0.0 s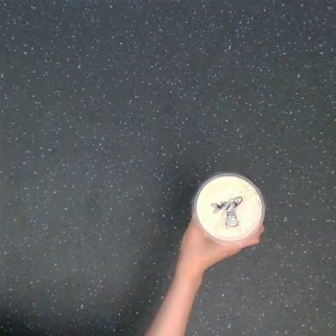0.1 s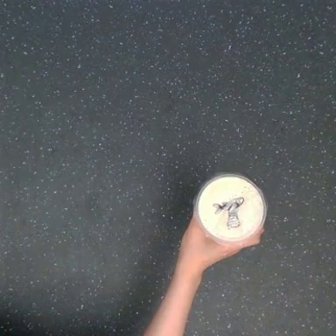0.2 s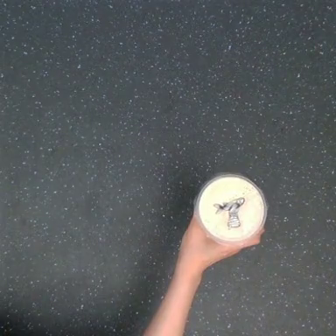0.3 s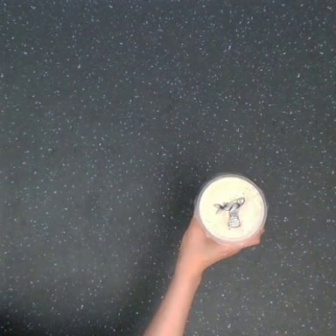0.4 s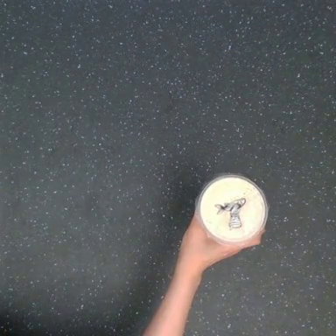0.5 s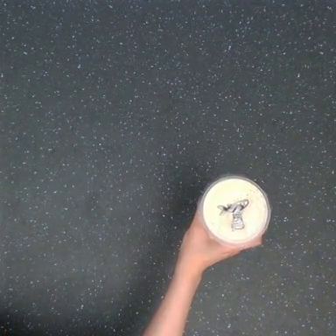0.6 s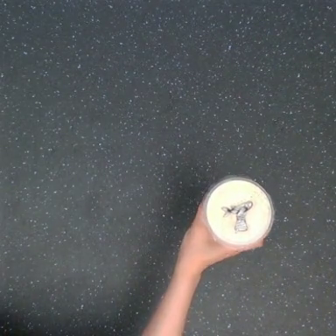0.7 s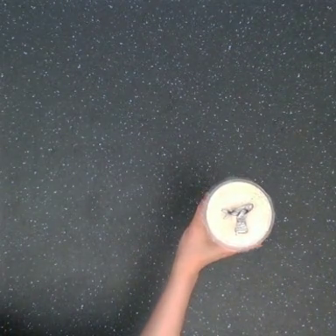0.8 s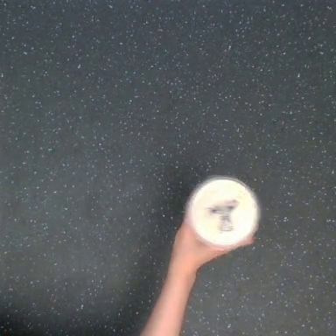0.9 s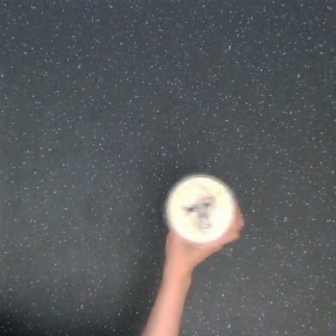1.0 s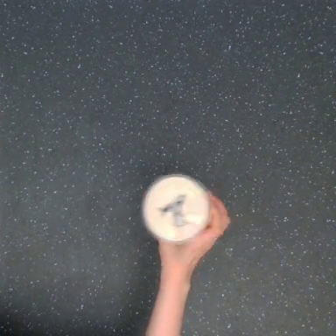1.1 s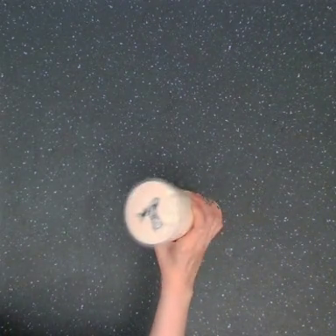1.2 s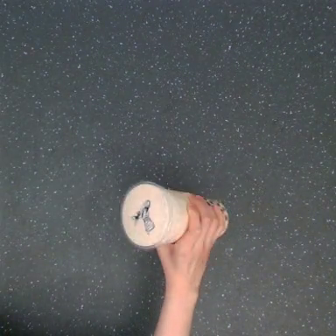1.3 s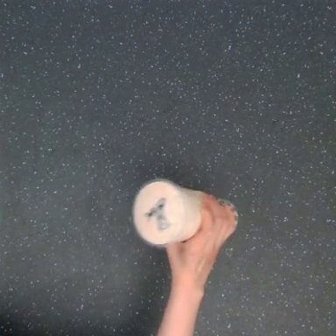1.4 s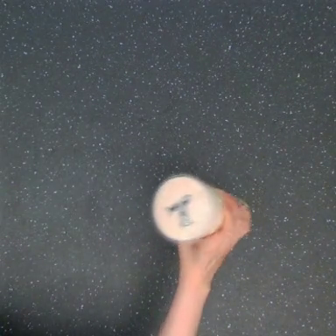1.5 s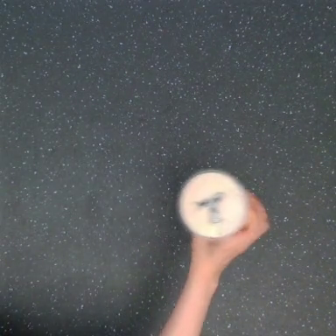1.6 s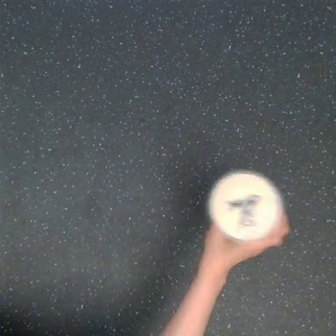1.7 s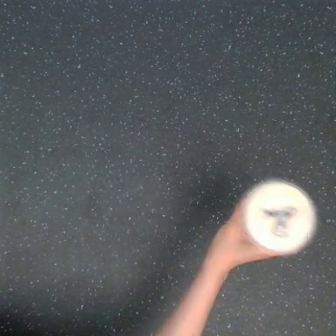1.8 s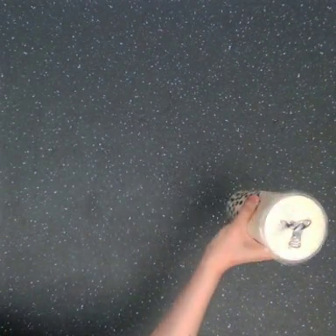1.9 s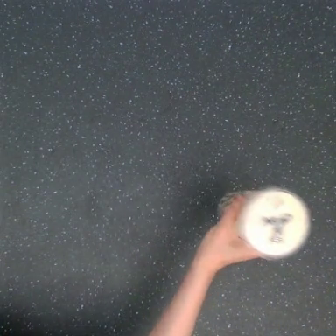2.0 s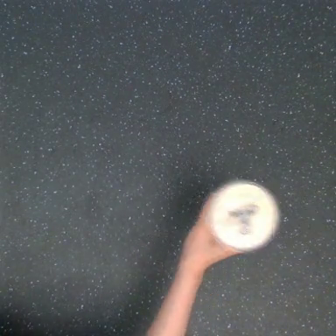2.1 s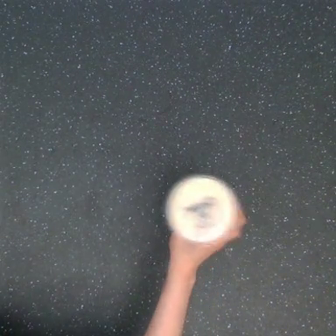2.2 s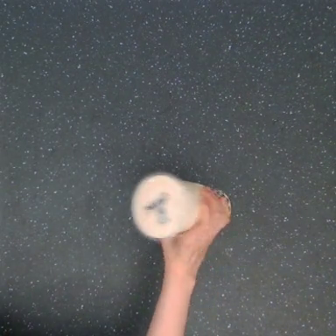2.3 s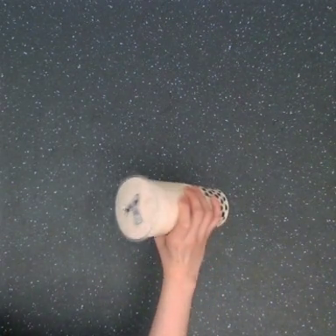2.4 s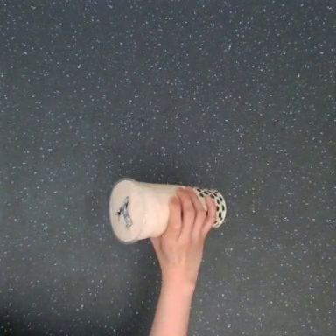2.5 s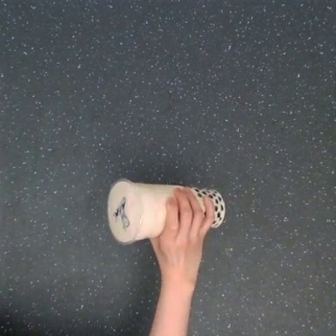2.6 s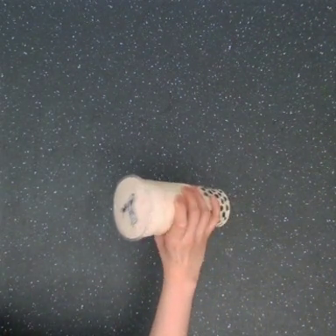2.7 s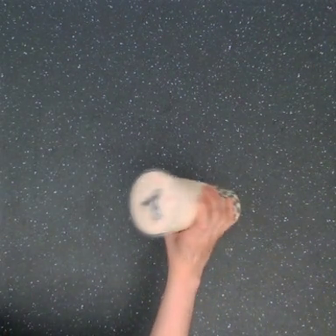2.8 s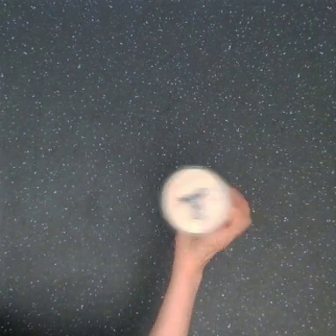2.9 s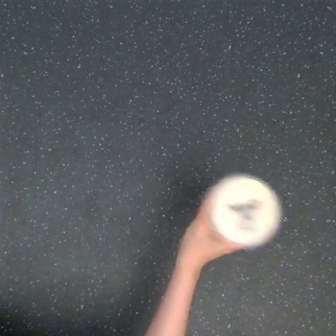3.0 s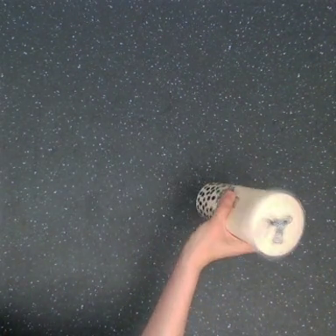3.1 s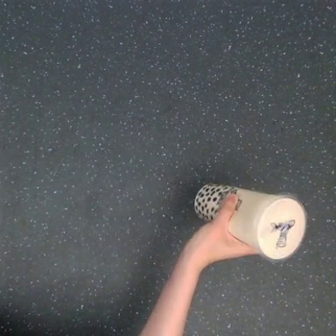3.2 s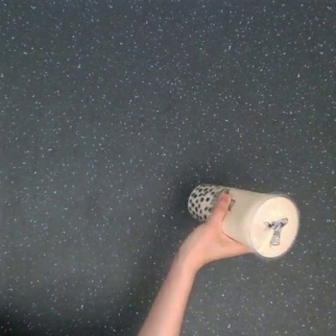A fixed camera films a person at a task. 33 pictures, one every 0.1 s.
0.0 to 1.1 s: The hand goes to the left.
1.1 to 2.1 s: The hand goes to the right, then to the left.
2.1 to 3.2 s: The hand goes to the left, then to the right.
Task: shake the boba.
